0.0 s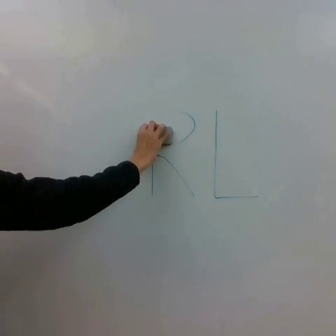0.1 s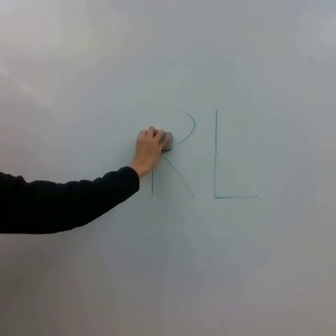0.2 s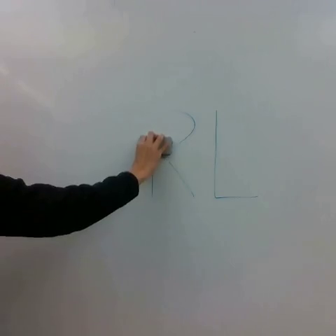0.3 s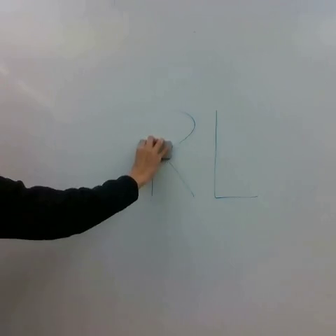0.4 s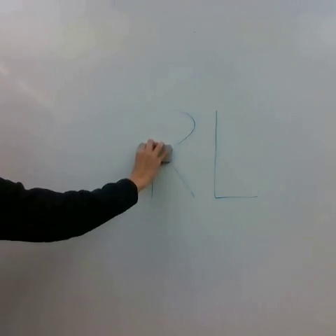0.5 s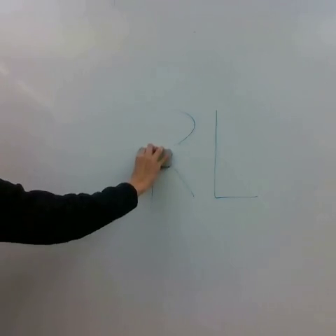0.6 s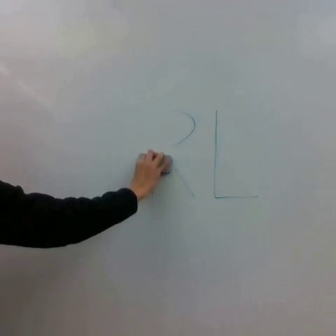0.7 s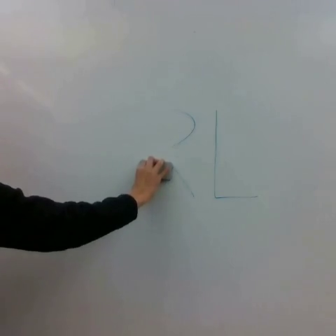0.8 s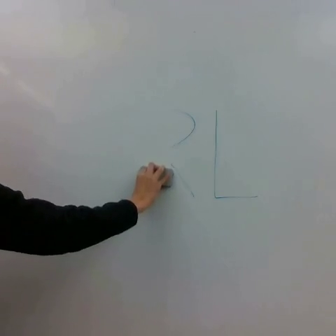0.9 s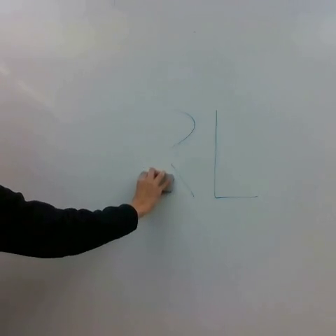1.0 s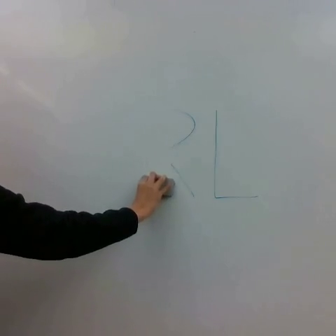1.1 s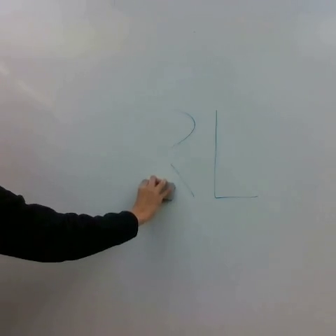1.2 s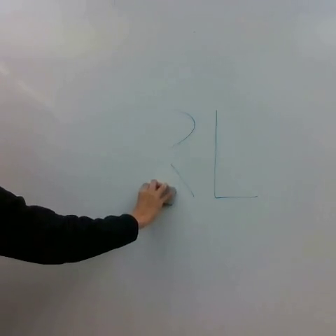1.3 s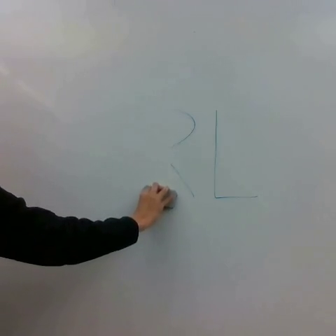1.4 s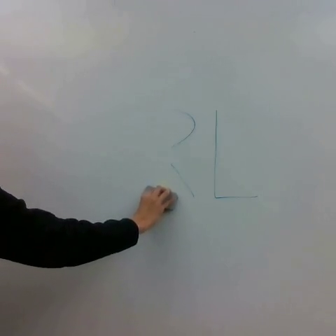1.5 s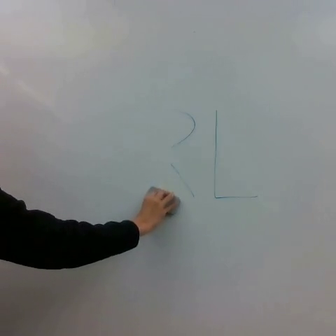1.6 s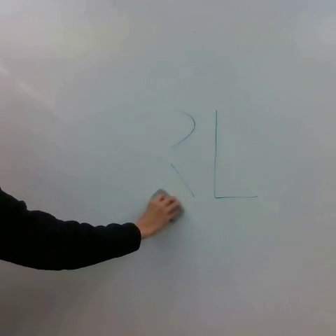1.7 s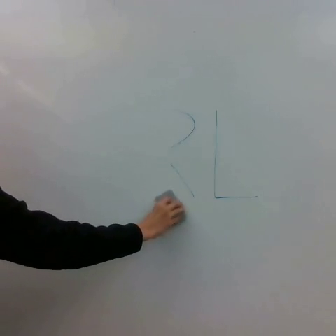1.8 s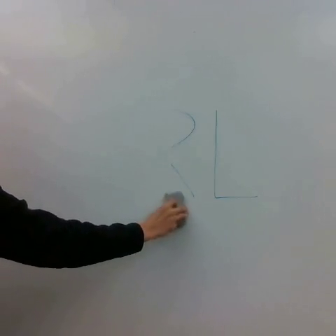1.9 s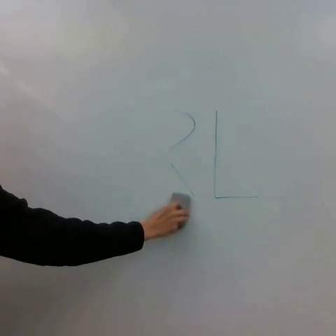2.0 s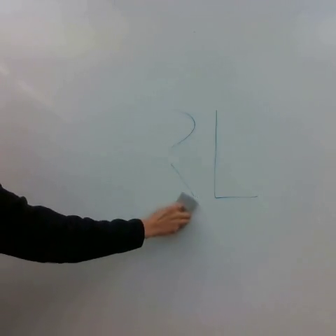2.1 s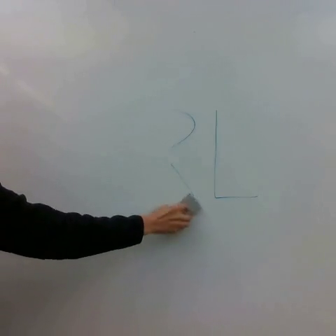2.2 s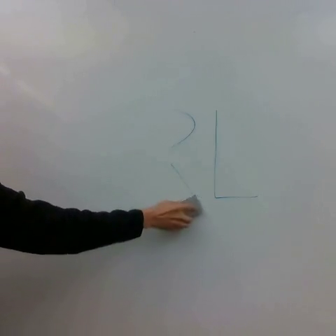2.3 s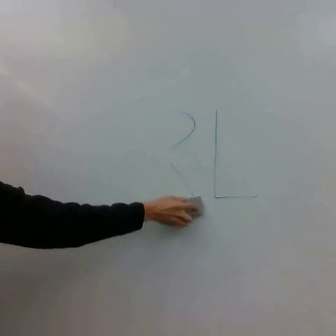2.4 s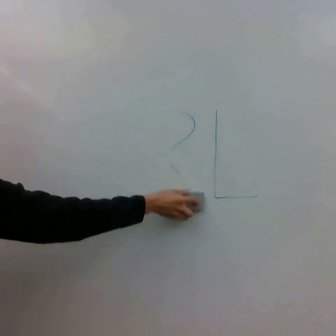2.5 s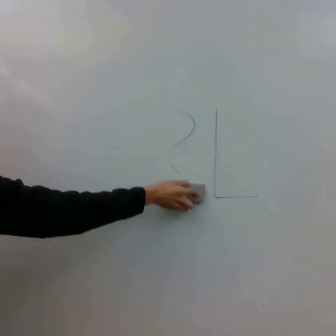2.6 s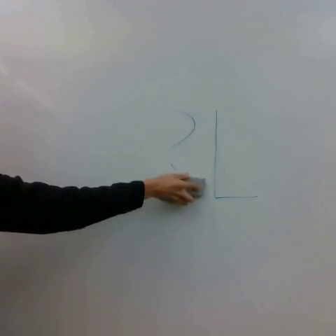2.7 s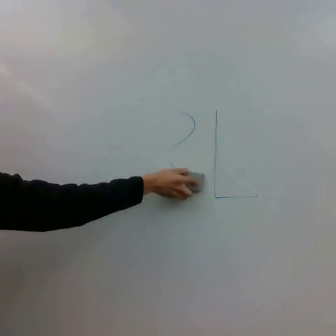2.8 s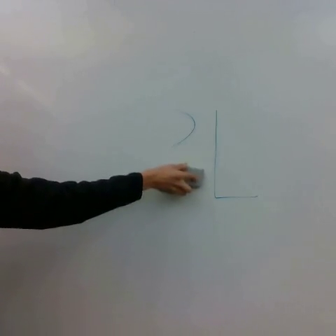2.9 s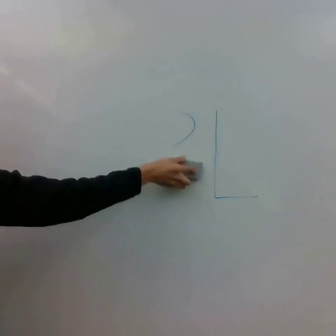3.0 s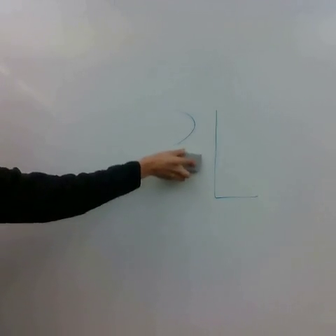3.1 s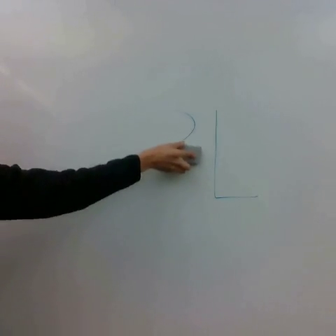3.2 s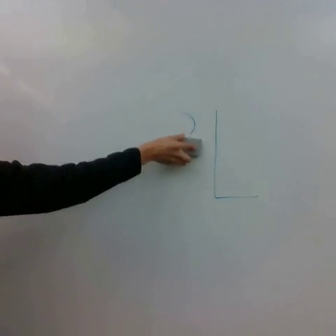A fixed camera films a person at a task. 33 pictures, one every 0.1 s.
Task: erase whiteboard.
0.0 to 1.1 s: The hand goes downward.
1.1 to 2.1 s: The hand goes downward and to the right.
2.1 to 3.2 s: The hand goes upward.
